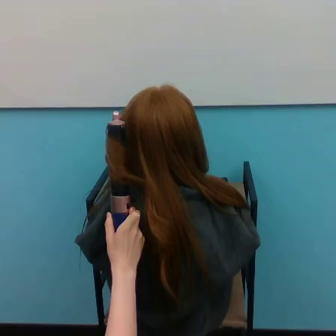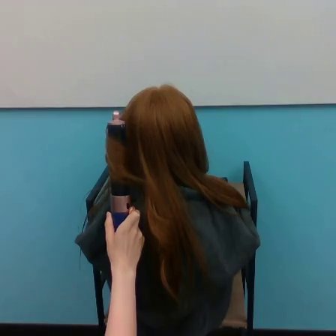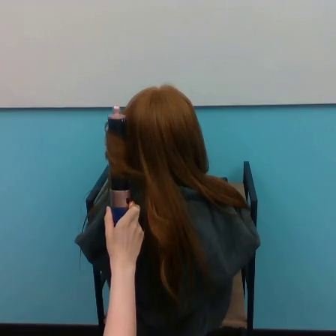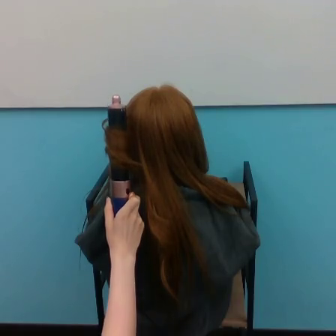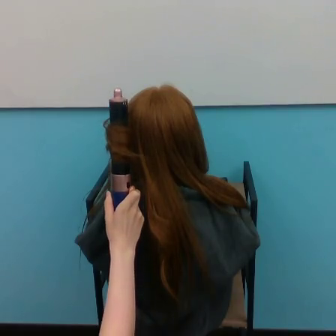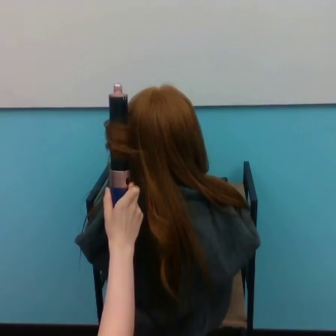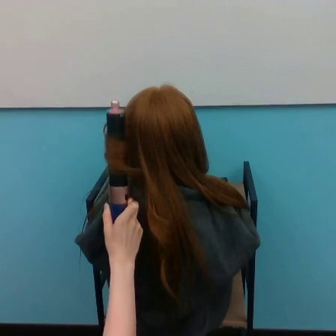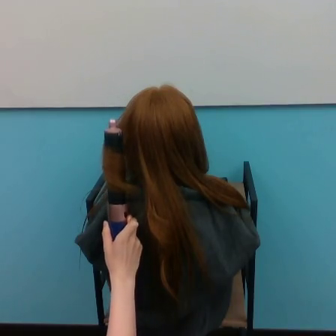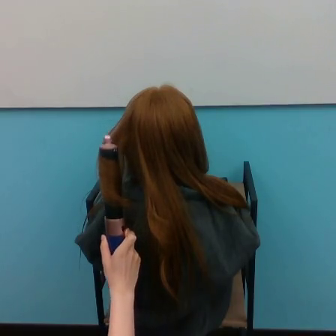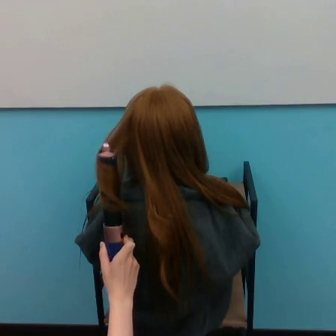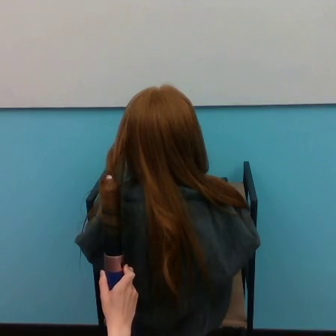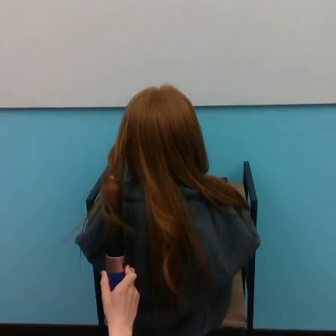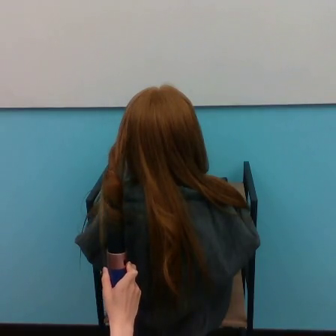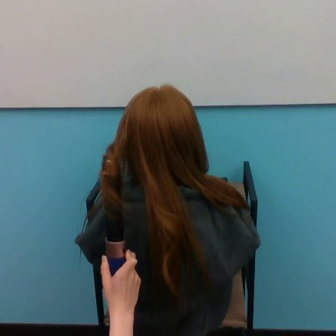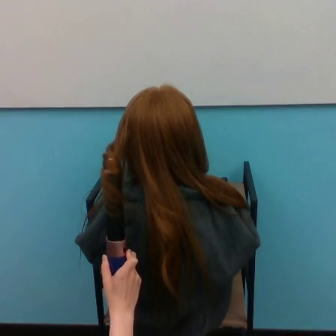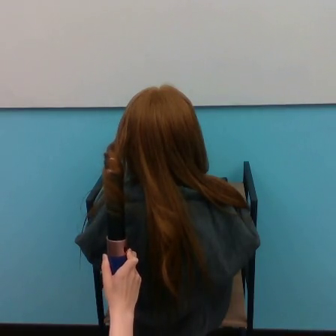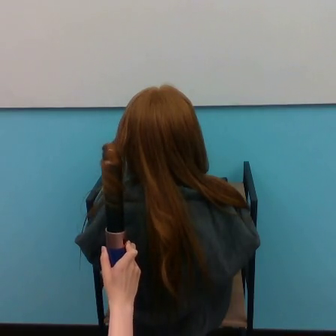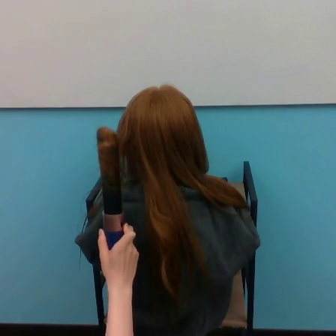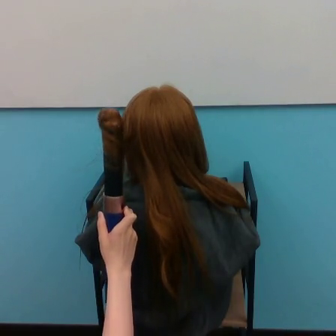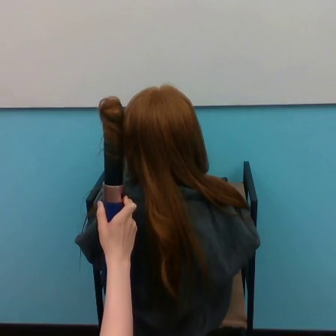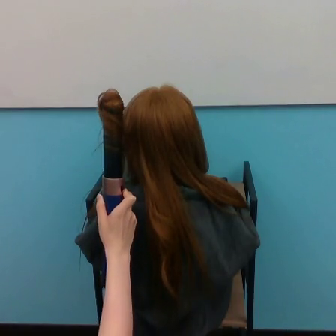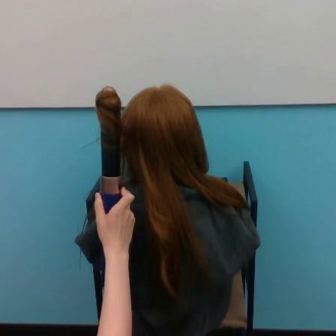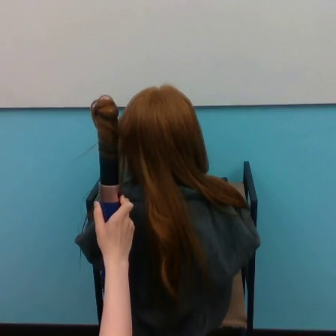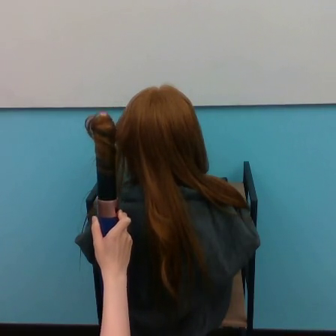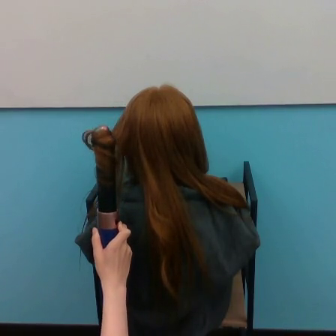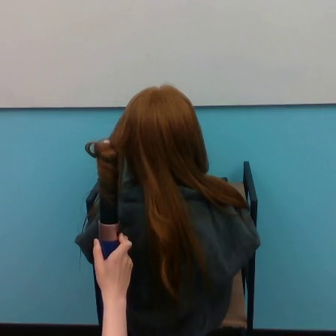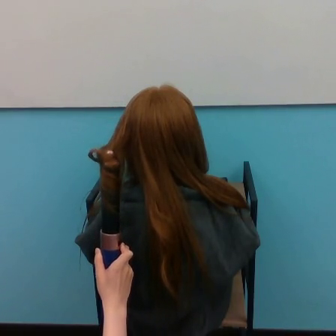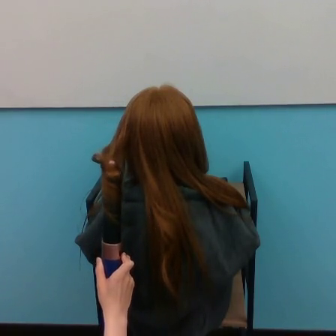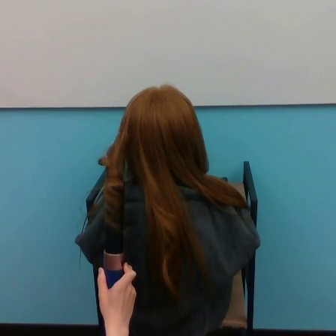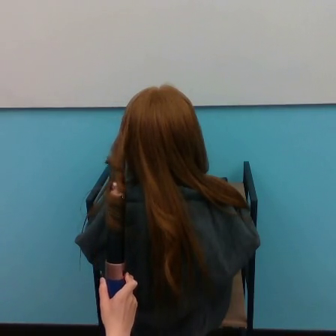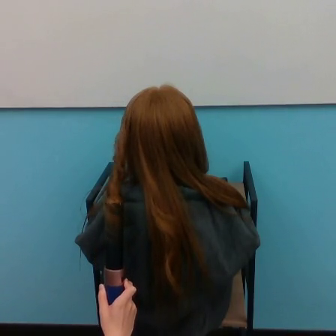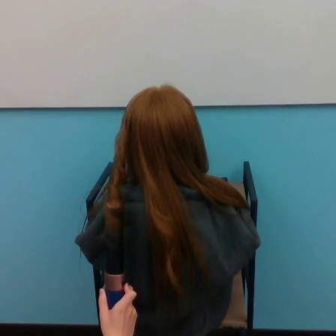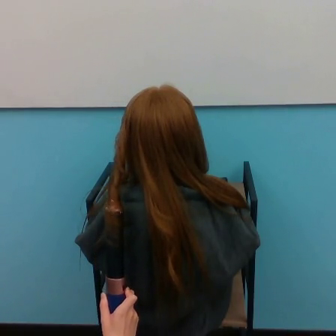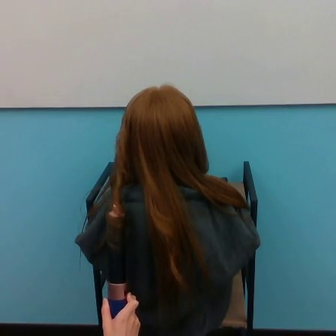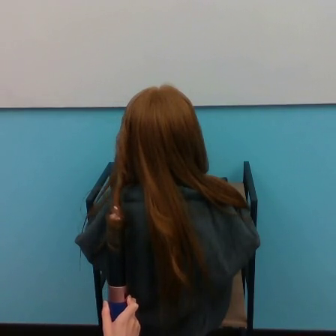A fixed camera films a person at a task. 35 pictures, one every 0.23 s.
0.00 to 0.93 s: The hand goes upward.
0.93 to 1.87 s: The hand goes downward.
1.87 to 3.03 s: The hand goes downward, then upward.
3.03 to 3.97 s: The hand goes upward.
3.97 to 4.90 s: The hand goes upward.
4.90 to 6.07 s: The hand goes downward.
6.07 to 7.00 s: The hand goes downward.
7.00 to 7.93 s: The hand stays where it is.
Task: curl hair.
Motion: move up and down 2 times.
